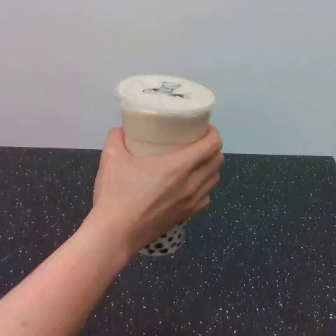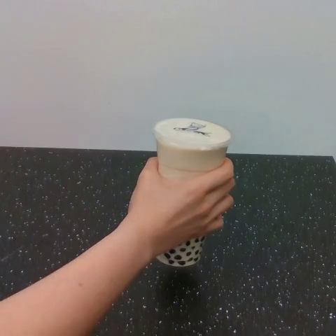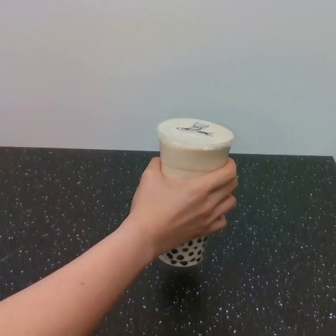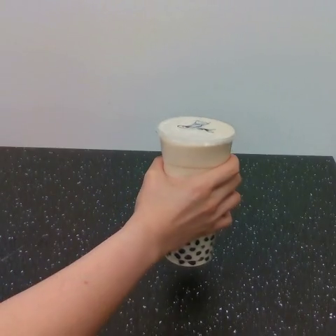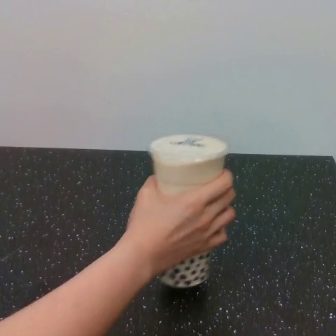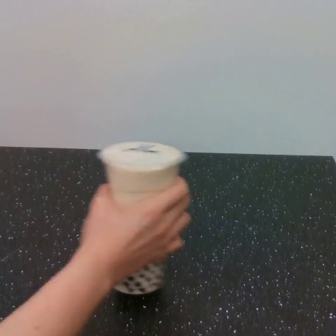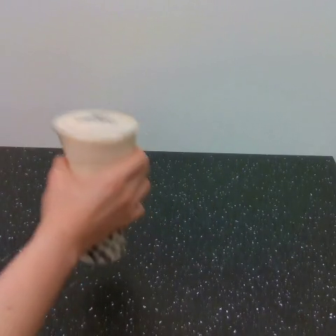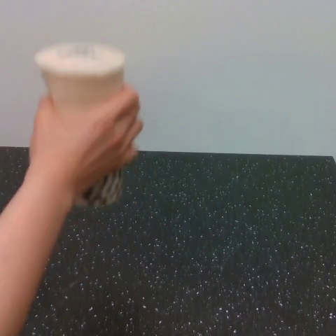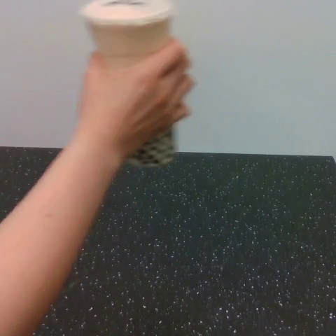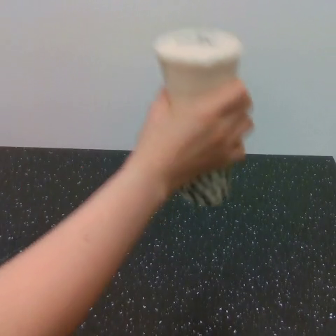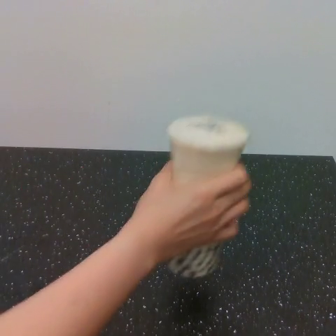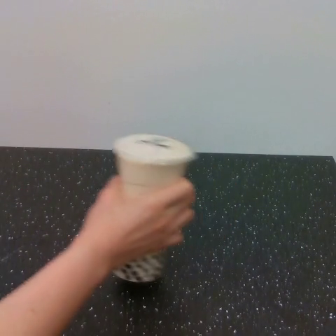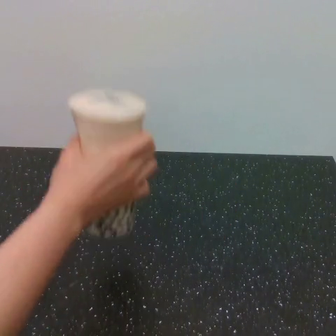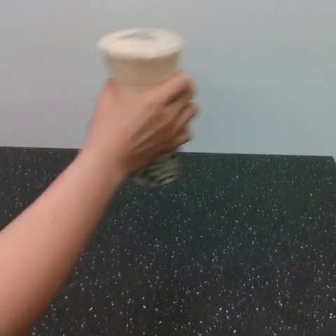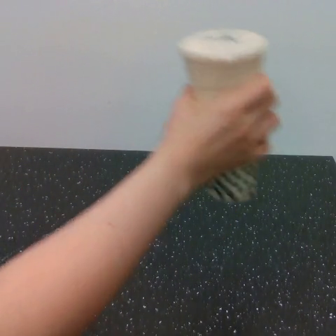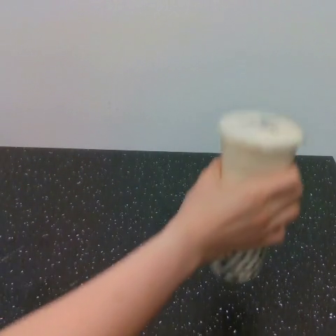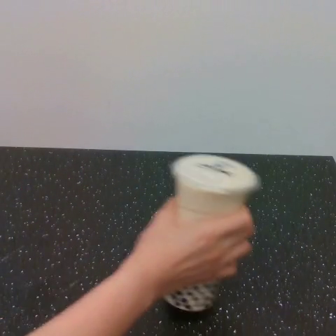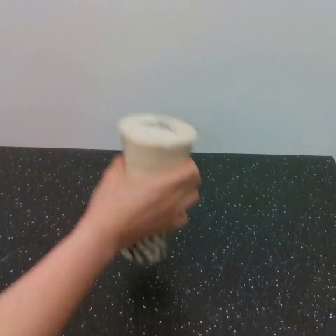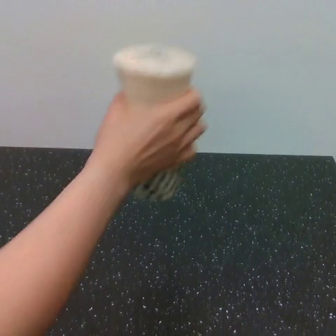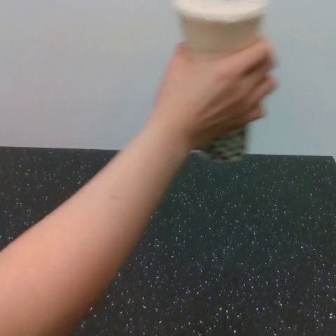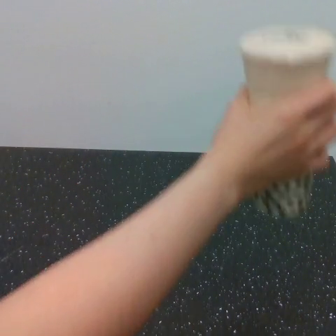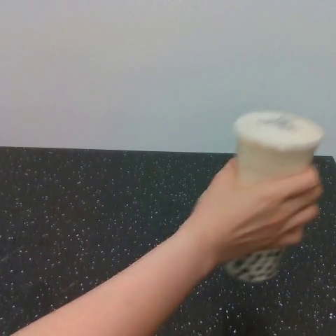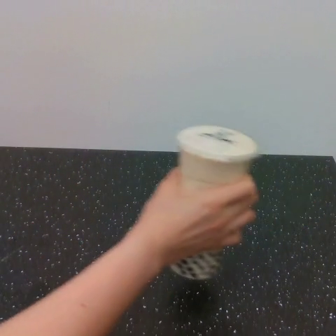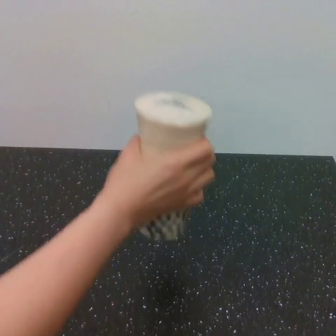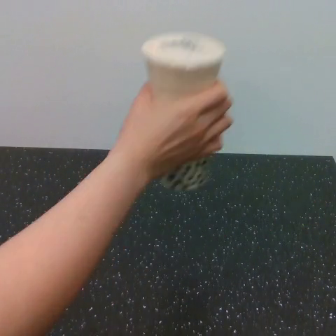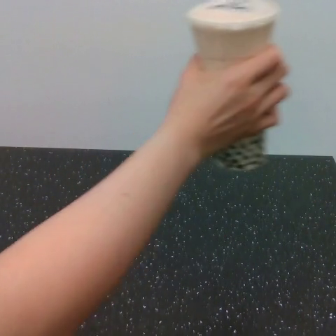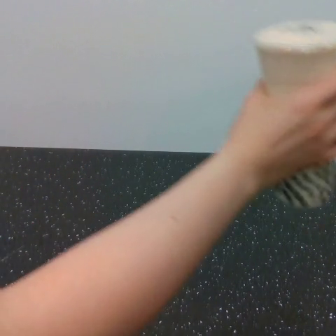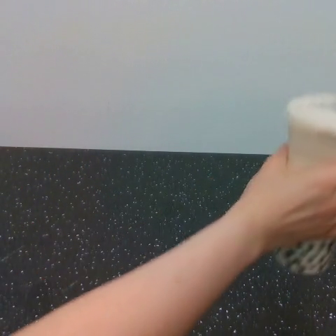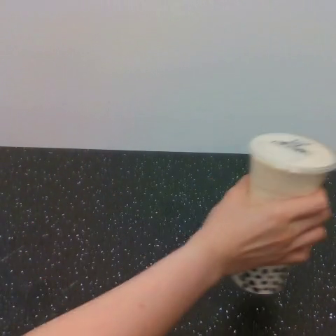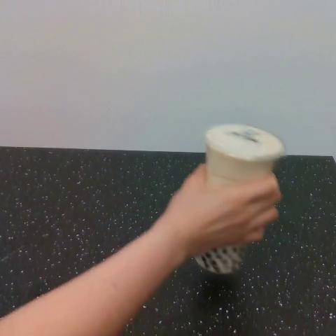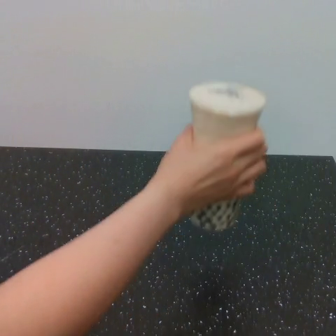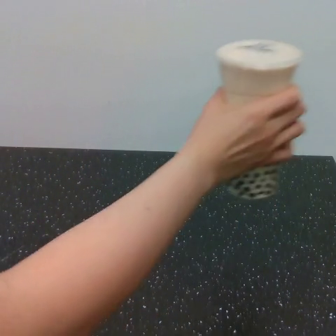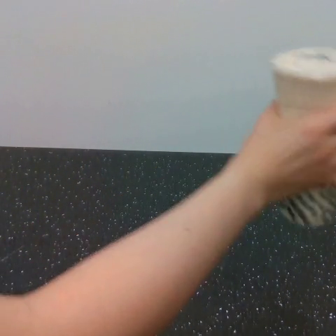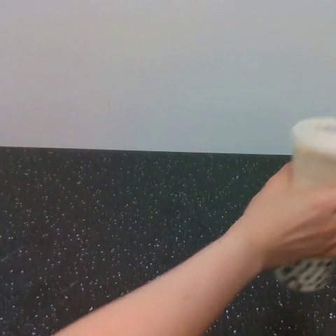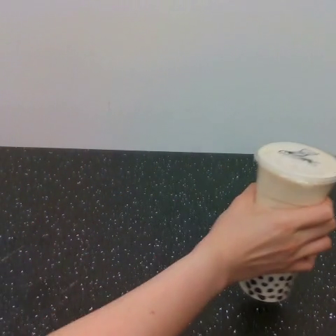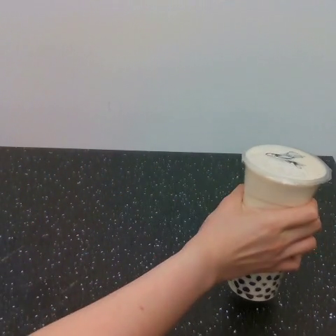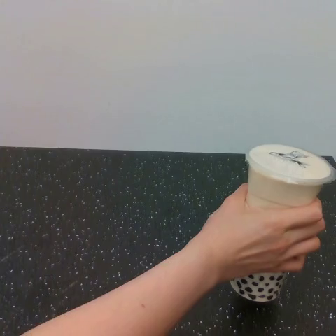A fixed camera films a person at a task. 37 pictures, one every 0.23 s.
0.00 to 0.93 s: The hand goes downward and to the right.
0.93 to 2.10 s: The hand goes upward and to the left, then to the right, on a clockwise arc.
2.10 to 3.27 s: The hand goes downward and to the left, then to the right and upward, on a clockwise arc.
3.27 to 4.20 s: The hand goes downward, then upward, on a clockwise arc.
4.20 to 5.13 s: The hand goes to the right and downward, then to the left, on a clockwise arc.
5.13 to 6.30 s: The hand goes upward and to the right, then downward, on a clockwise arc.
6.30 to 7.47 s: The hand goes to the left and upward, then to the right, on a clockwise arc.
7.47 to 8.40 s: The hand goes downward and to the left, on a clockwise arc.
In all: It circles clockwise, turning through about 1890 degrees.
Task: shake the boba.
Motion: move to the right, while making 5 circular motions clockwise.
